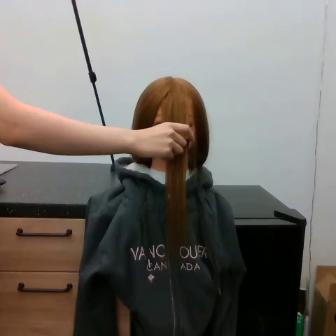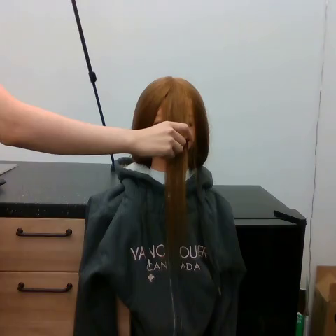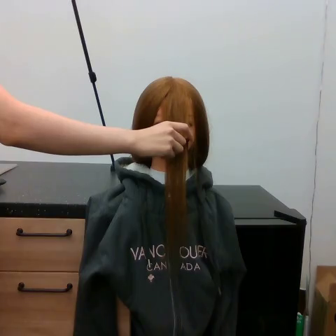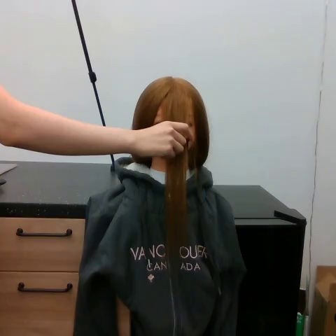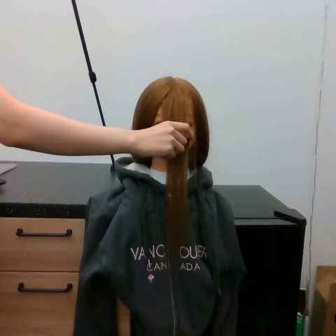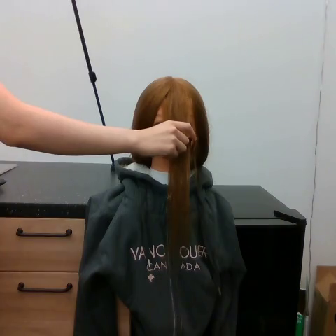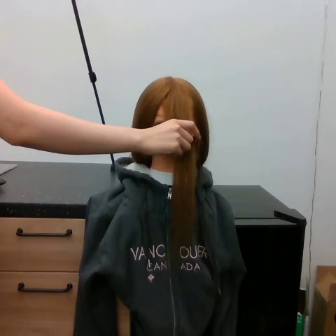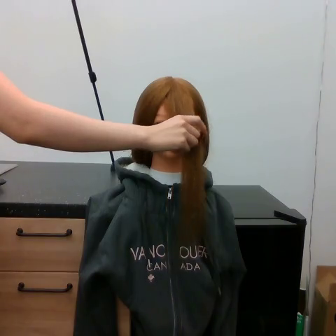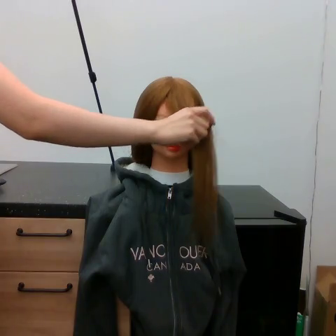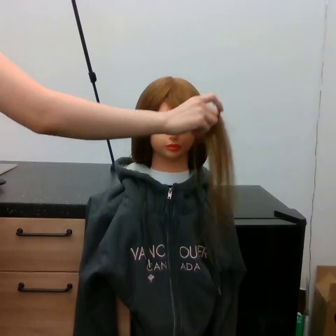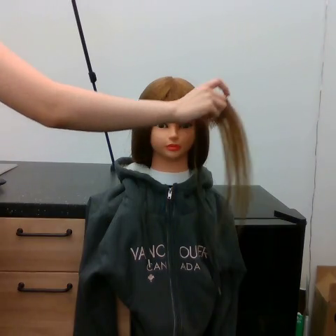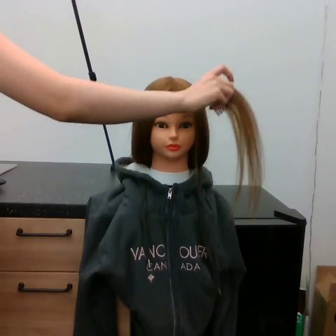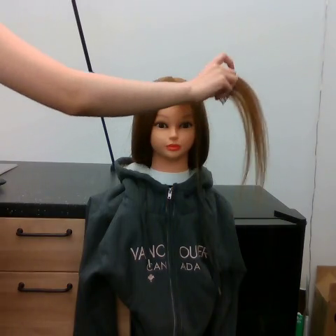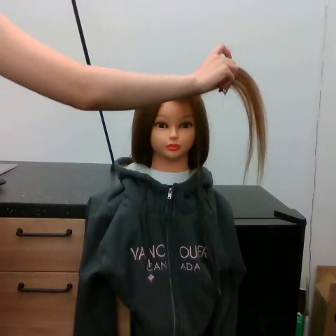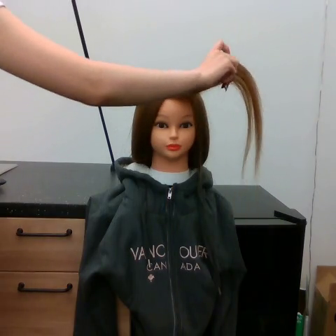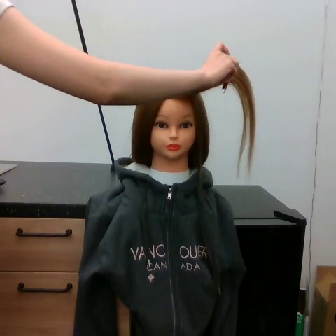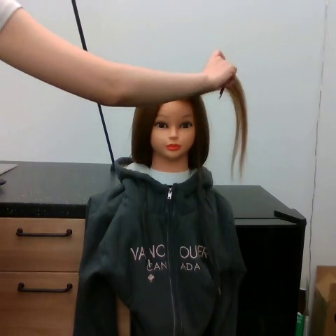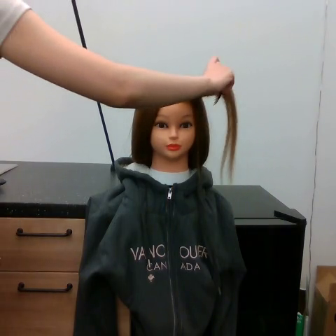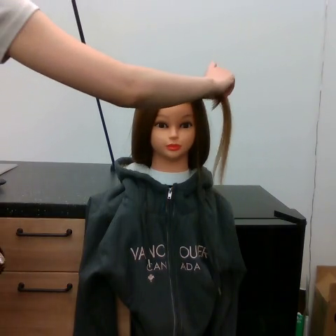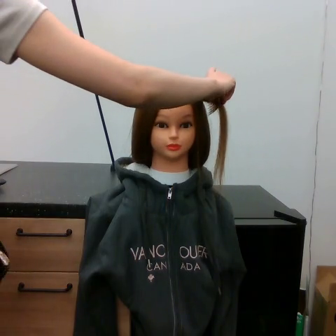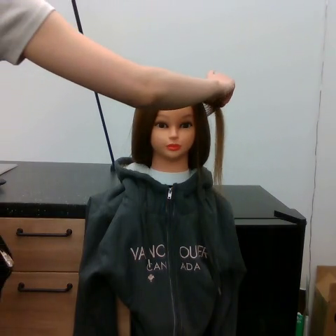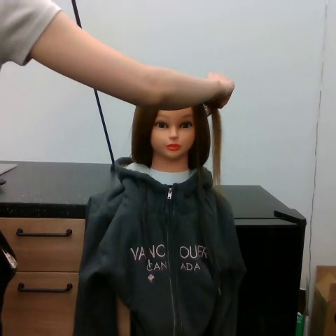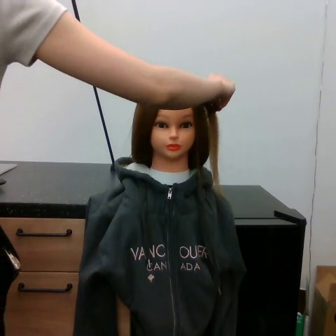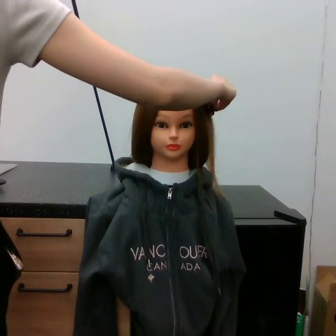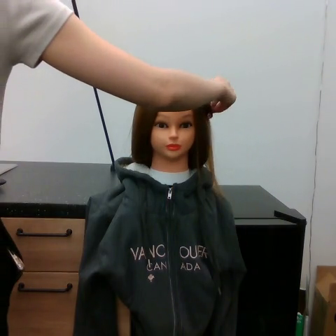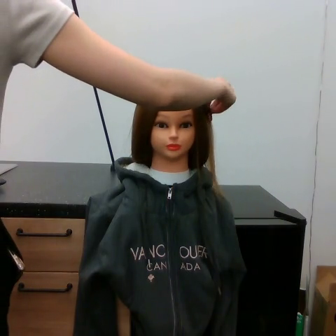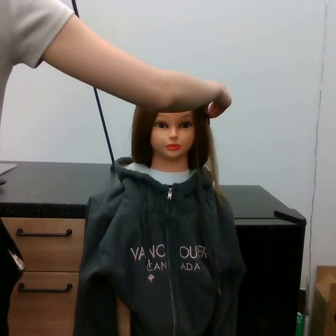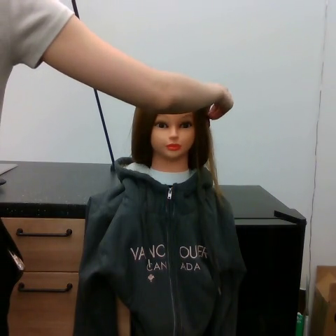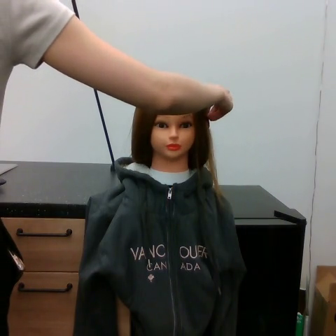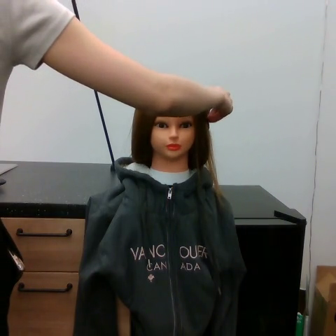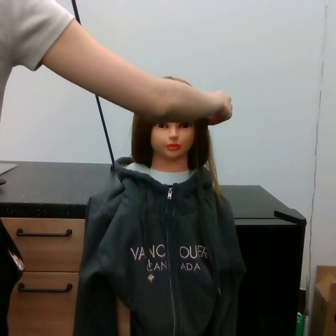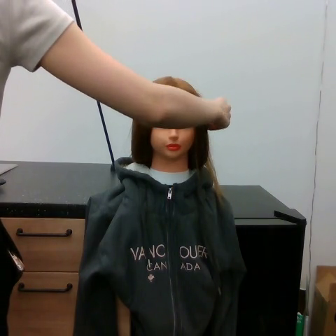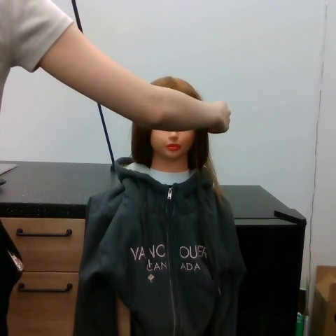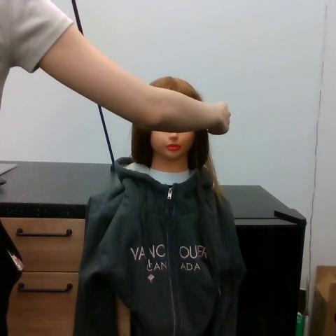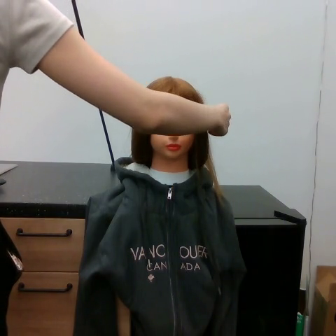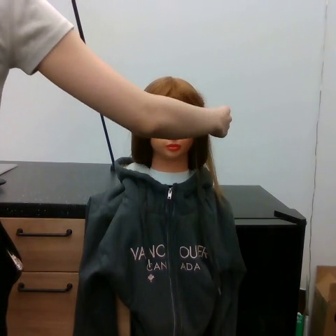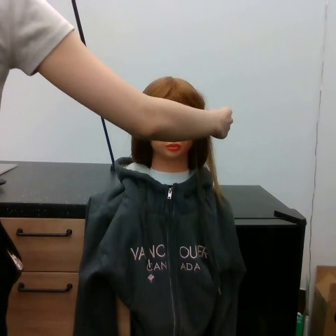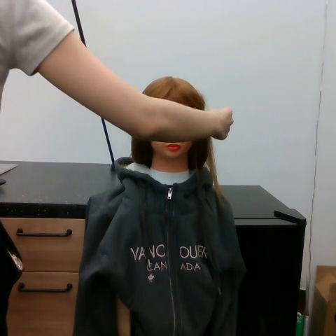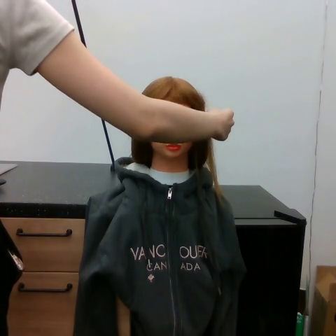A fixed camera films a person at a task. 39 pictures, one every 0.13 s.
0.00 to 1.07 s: The hand goes to the right and upward.
1.07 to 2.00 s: The hand goes upward and to the right.
2.00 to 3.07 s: The hand moves only a little.
3.07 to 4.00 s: The hand stays where it is.
4.00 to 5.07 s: The hand goes downward.
Task: tidy front hair.
Motion: move upward and to the right, then move downward.
